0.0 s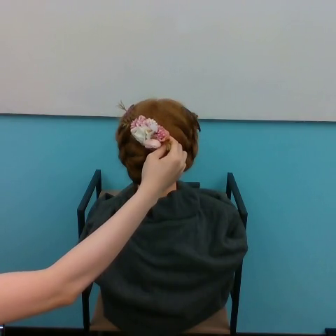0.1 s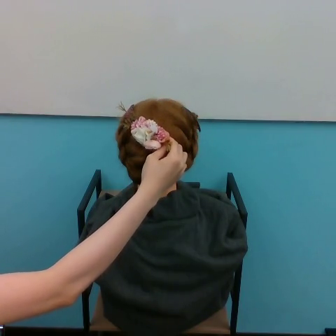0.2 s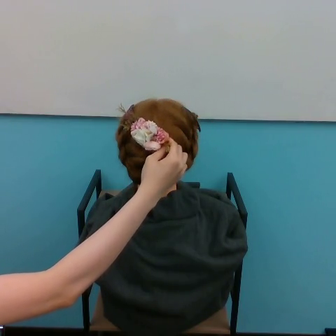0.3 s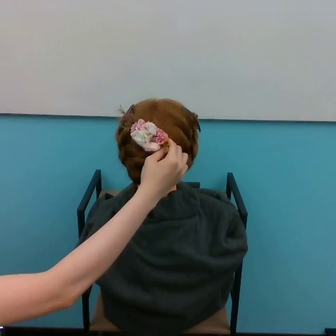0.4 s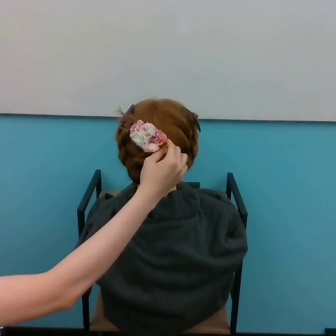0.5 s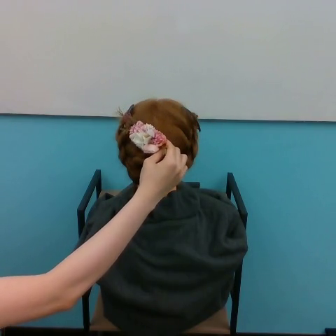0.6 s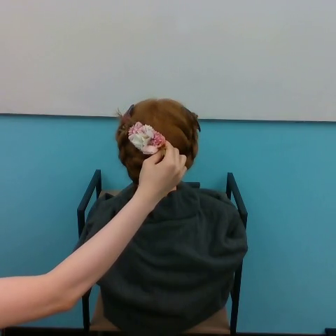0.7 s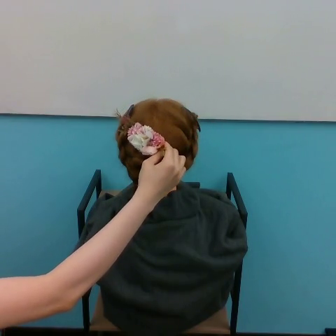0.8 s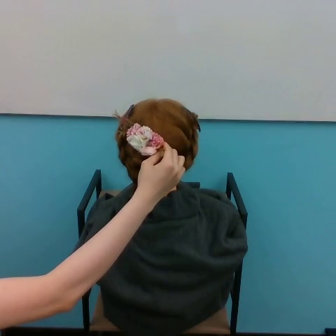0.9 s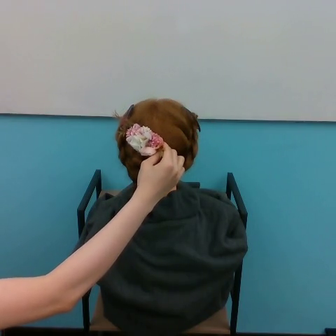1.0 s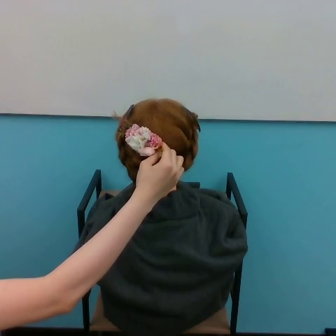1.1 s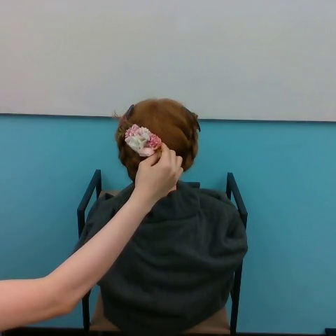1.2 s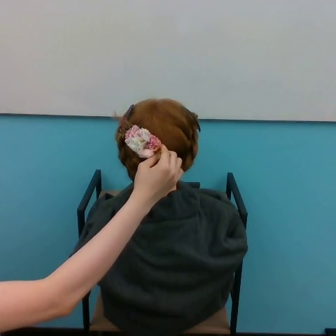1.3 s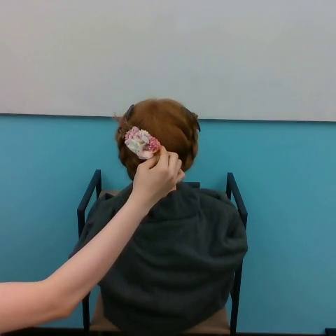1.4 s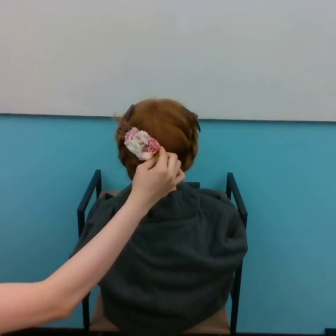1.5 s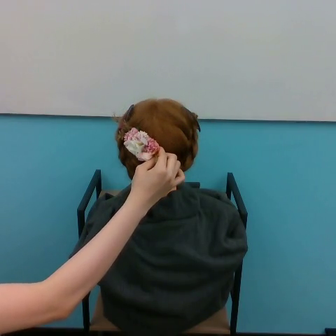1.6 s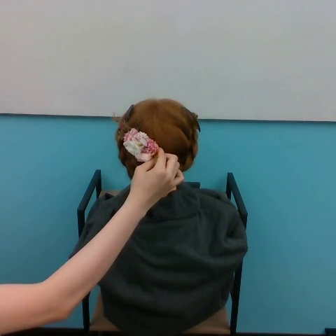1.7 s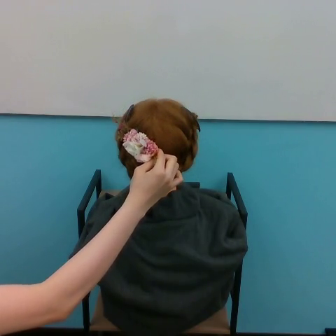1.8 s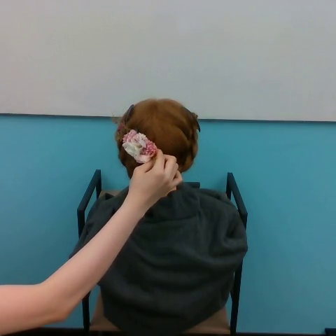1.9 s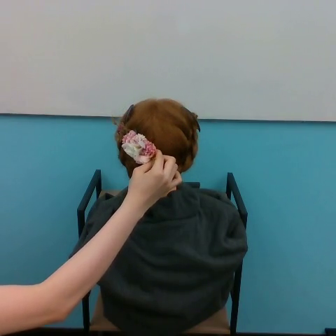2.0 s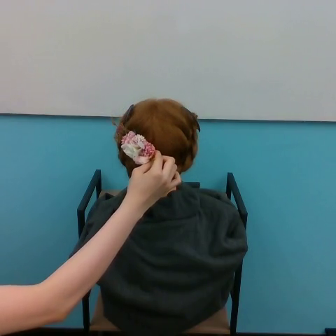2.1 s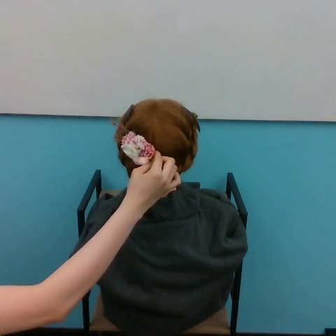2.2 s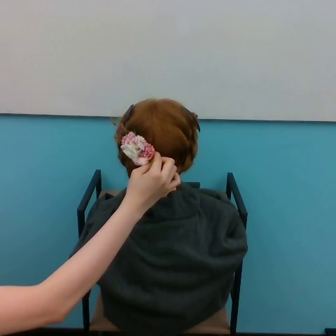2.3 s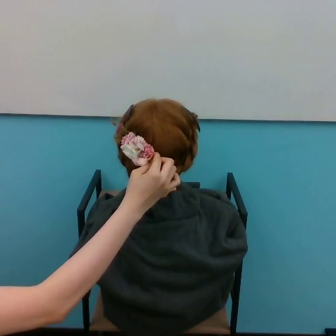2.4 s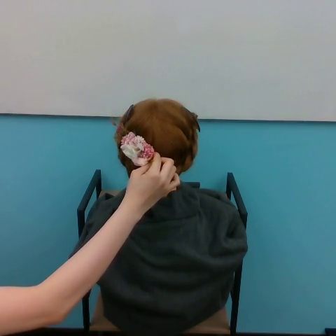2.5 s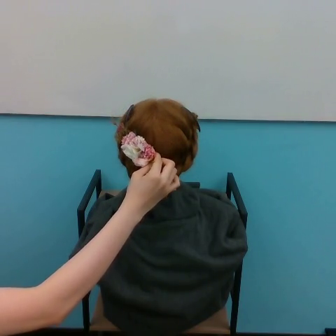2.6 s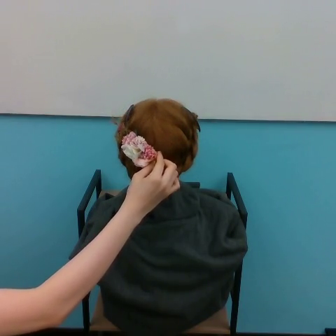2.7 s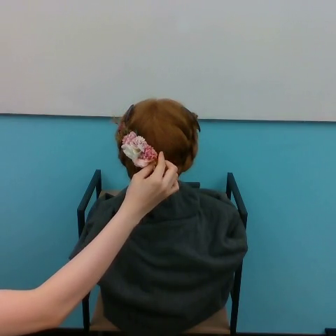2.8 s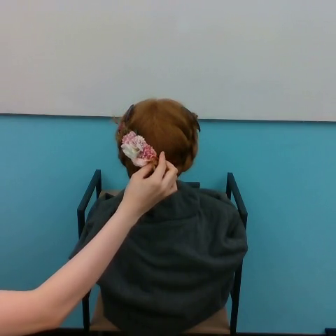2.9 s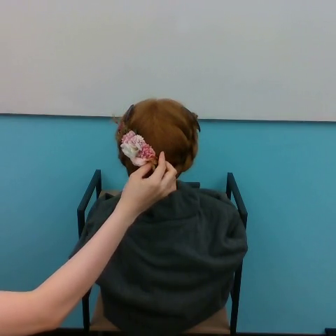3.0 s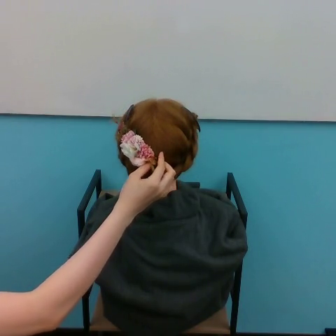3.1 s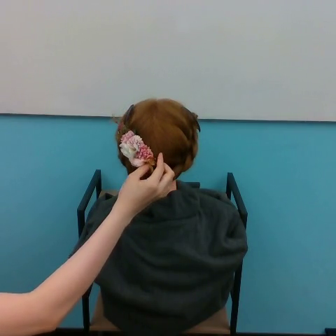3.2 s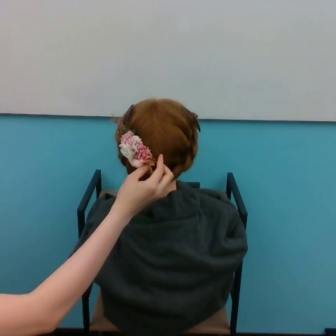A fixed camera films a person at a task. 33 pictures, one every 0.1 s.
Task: tuck flower in hair.
0.0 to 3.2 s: The hand goes downward and to the left.
